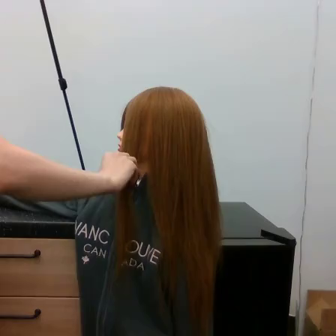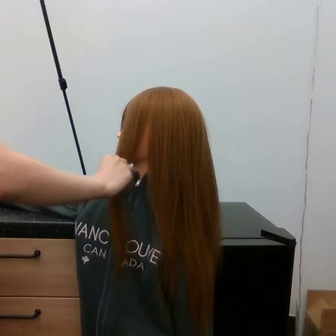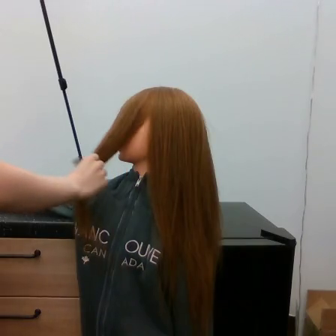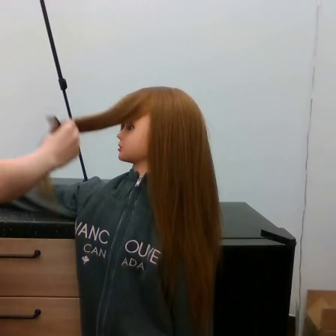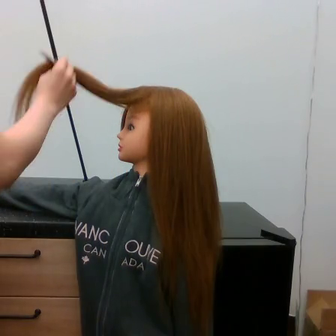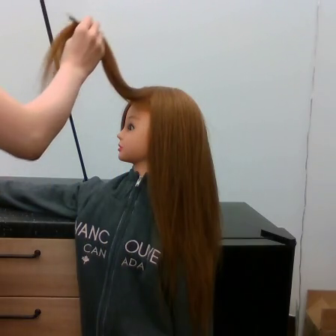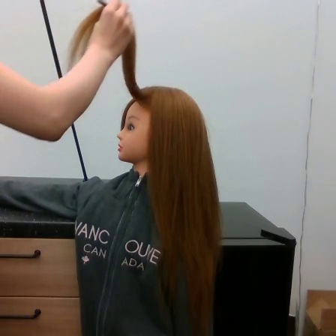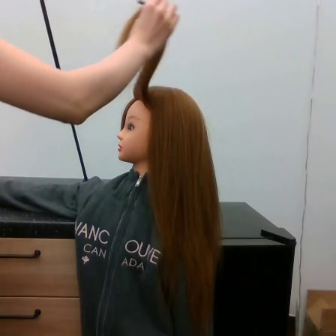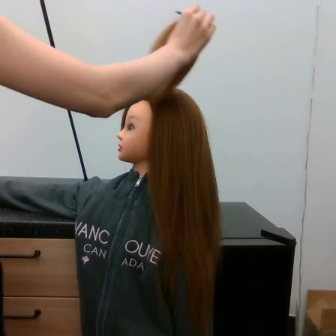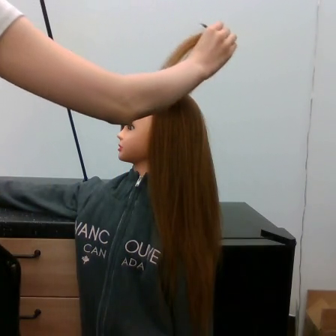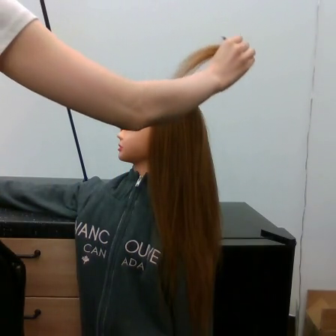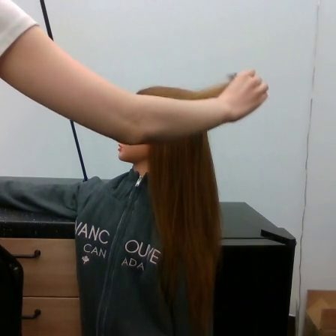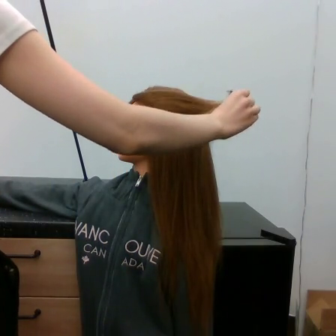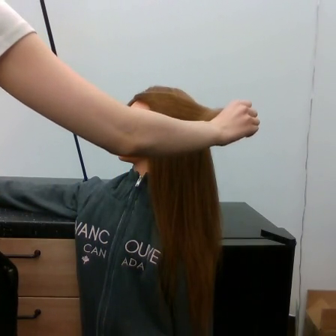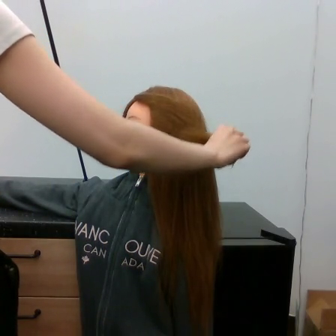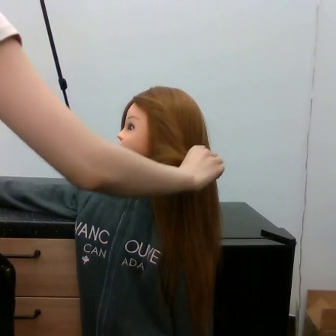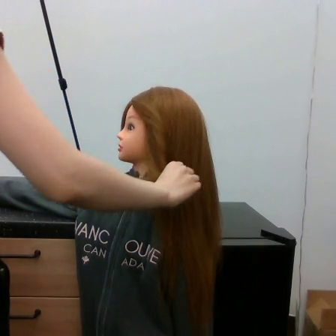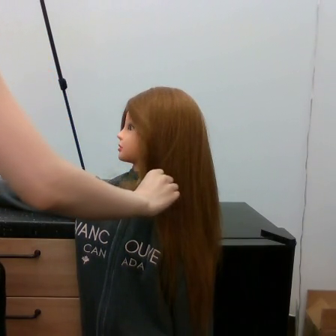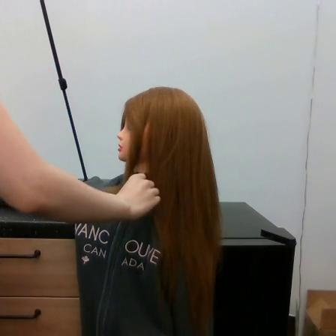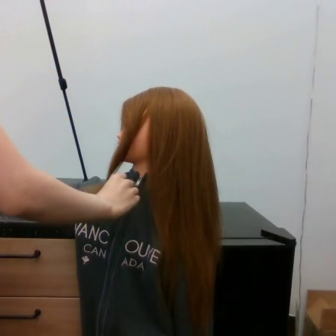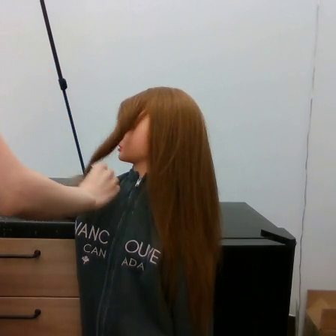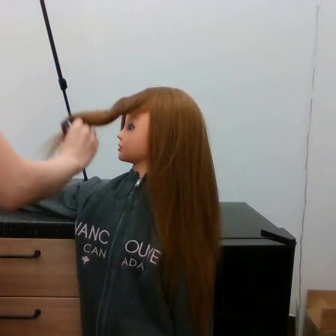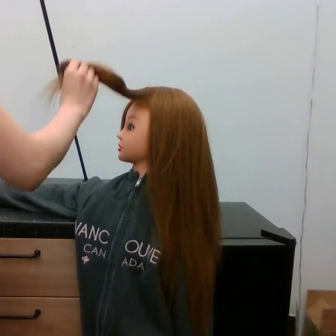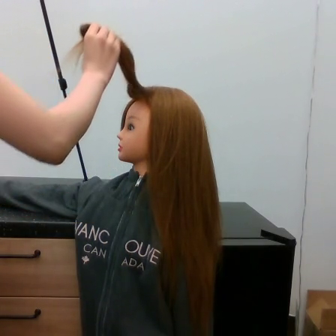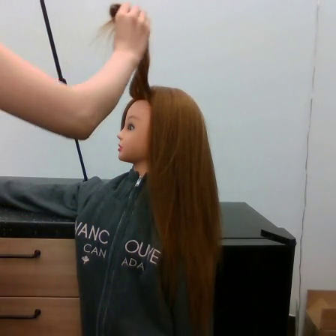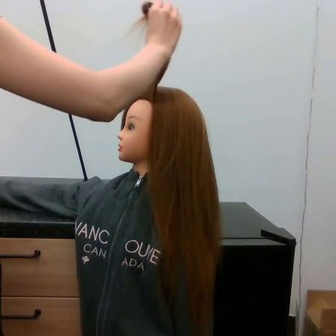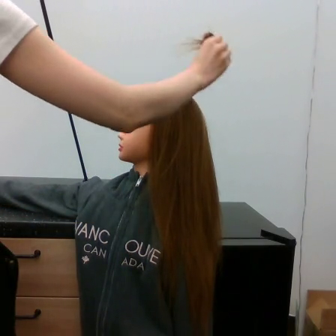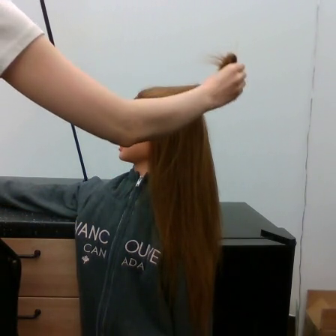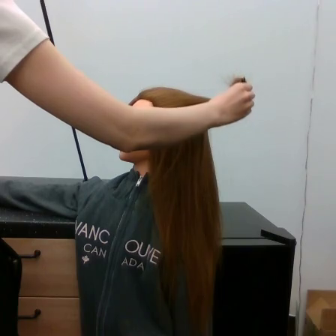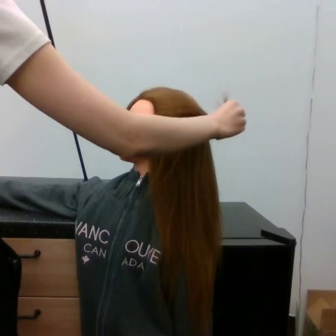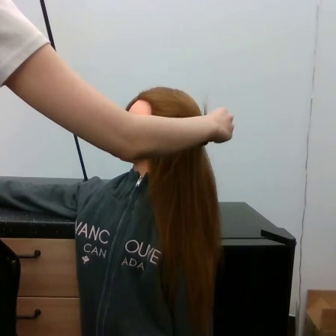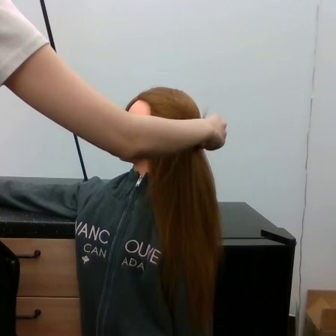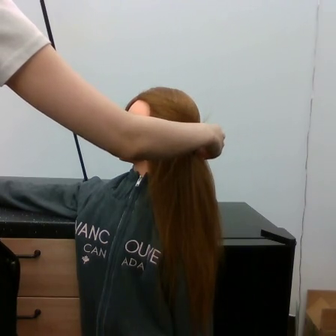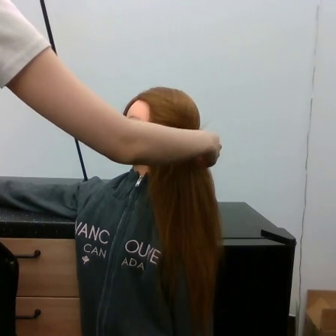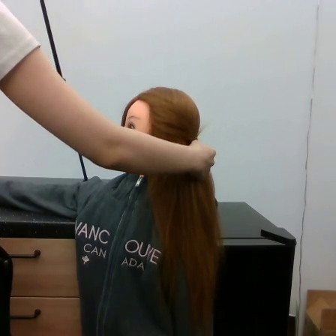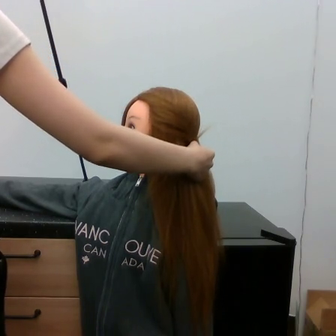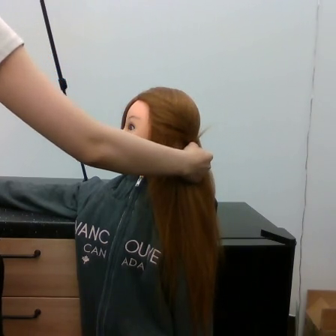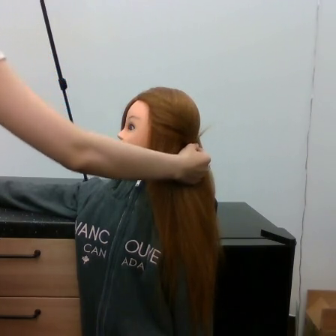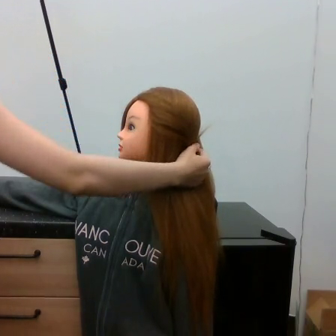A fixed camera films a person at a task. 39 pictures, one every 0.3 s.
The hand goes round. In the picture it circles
clockwise.
0.0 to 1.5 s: The hand goes upward, on a clockwise arc.
1.5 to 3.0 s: The hand goes to the right.
3.0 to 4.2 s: The hand goes downward.
4.2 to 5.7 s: The hand goes to the left and downward.
5.7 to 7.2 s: The hand goes upward.
7.2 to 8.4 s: The hand goes to the right and downward.
8.4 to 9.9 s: The hand goes downward and to the left.
9.9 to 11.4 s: The hand goes to the left.
In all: It circles clockwise, turning through about 720 degrees.
Task: tidy side hair.
Motion: make 2 circular motions clockwise.
